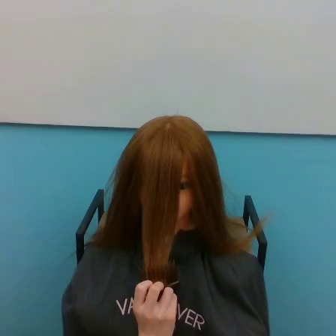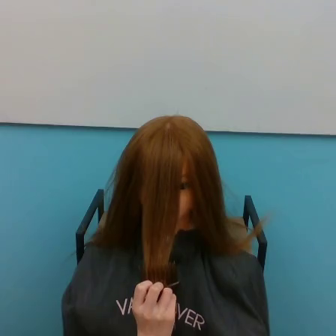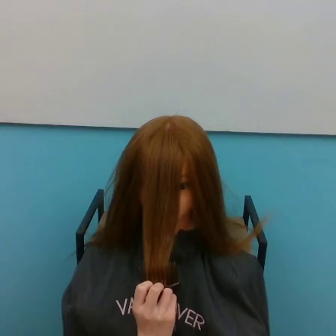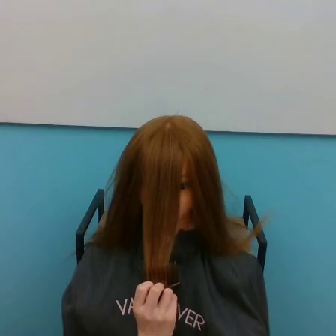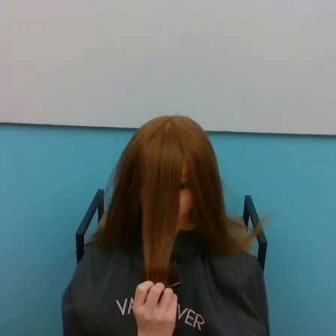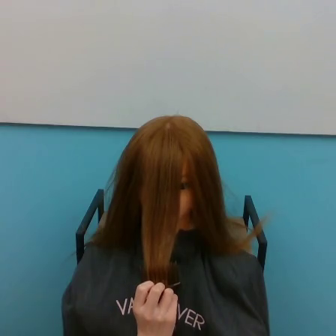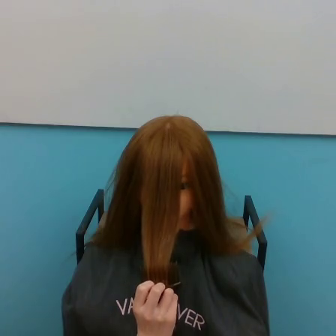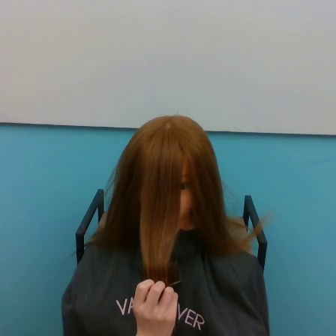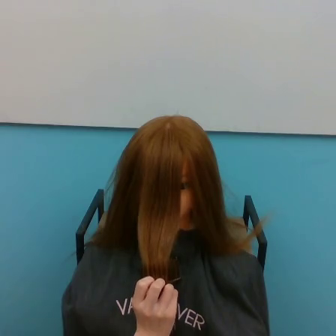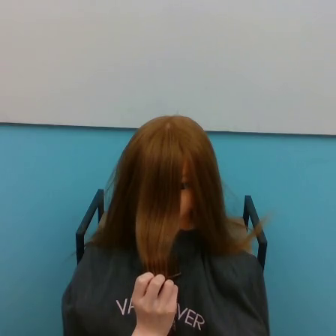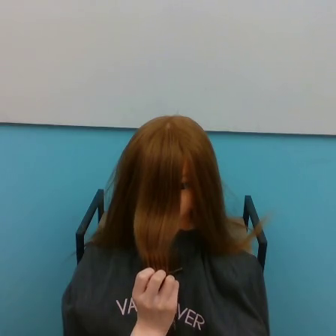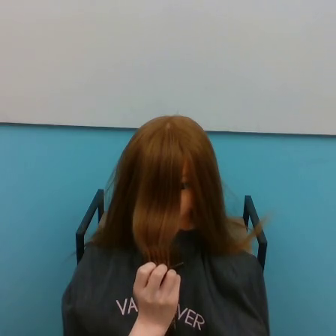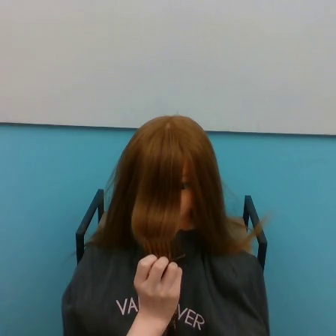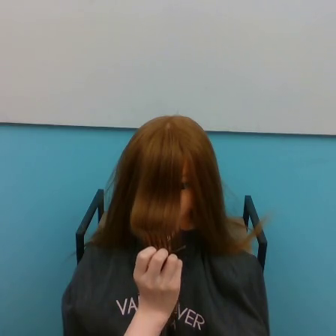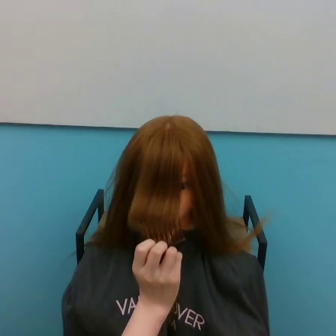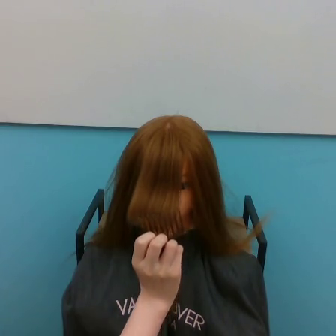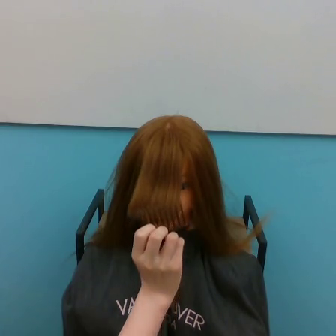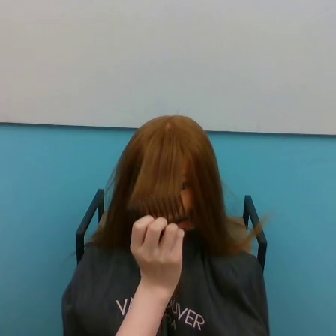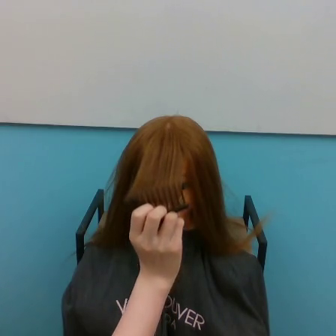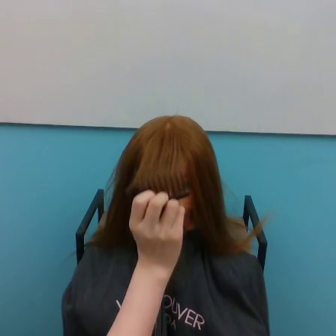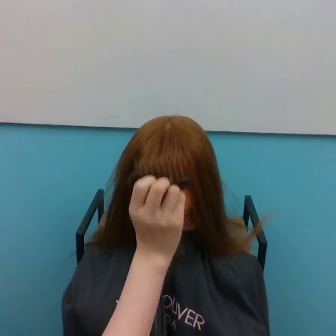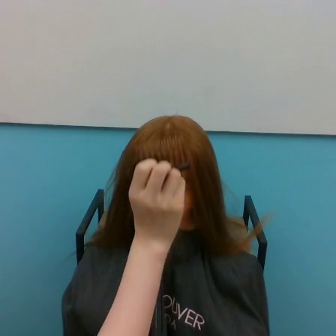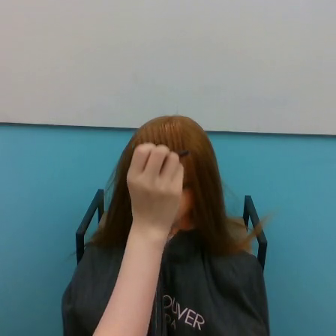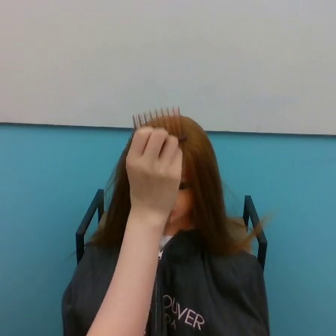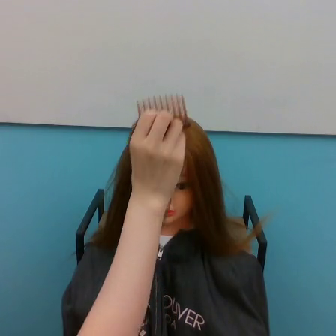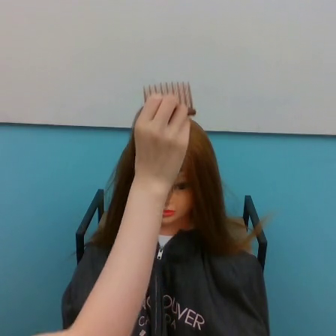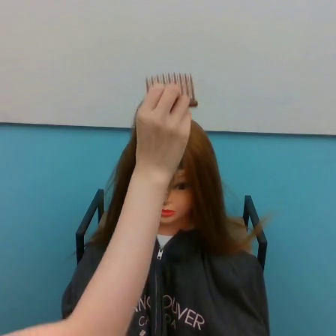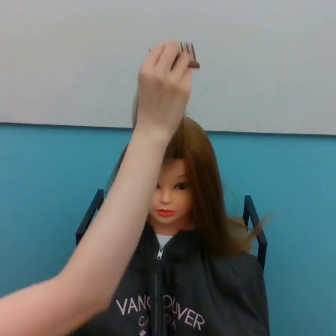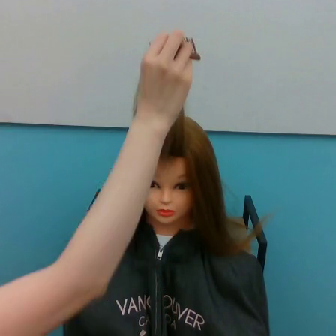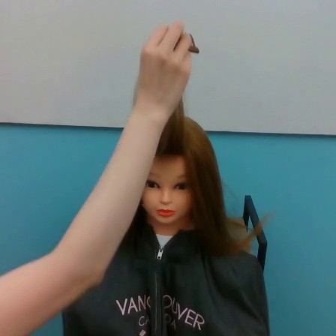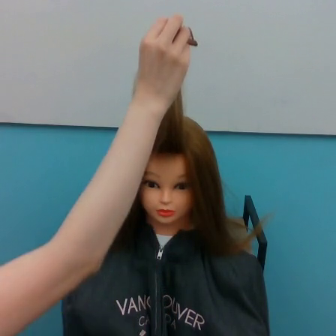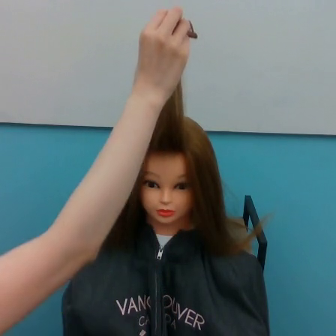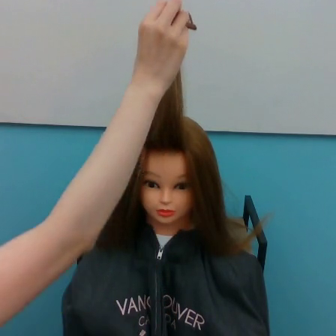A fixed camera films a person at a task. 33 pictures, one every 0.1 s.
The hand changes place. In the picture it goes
upward.
0.0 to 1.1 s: The hand goes upward.
1.1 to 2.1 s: The hand goes upward.
2.1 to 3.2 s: The hand goes upward.
Task: tidy front hair.
